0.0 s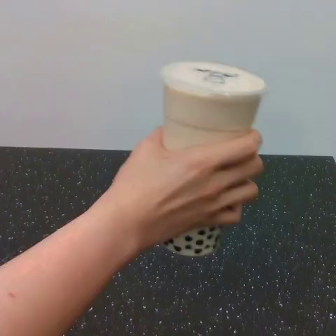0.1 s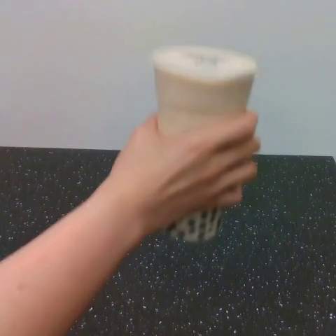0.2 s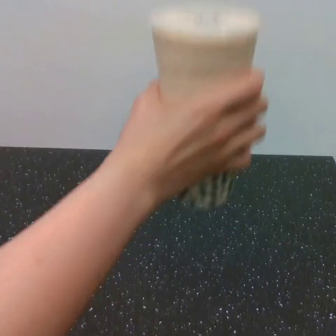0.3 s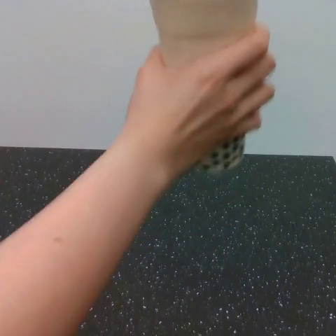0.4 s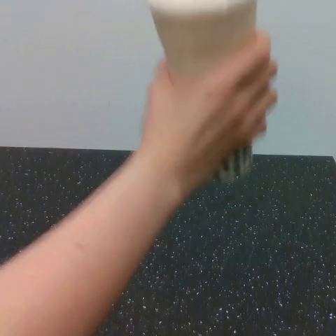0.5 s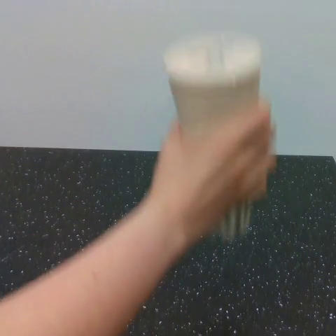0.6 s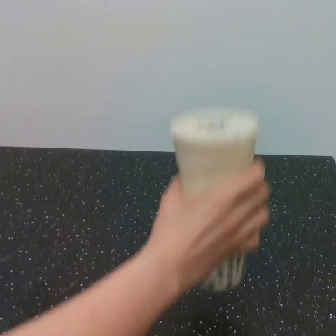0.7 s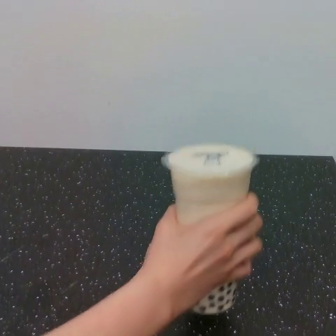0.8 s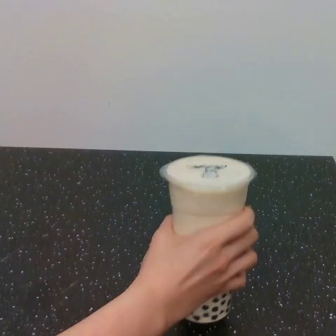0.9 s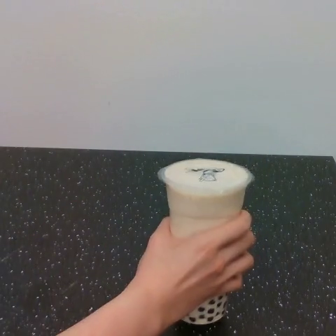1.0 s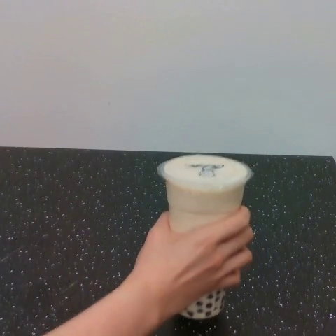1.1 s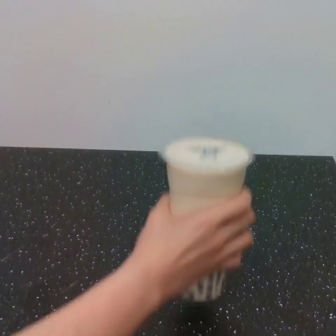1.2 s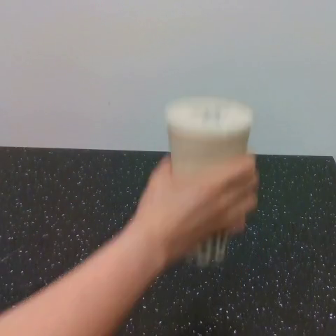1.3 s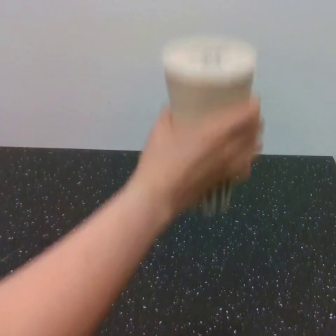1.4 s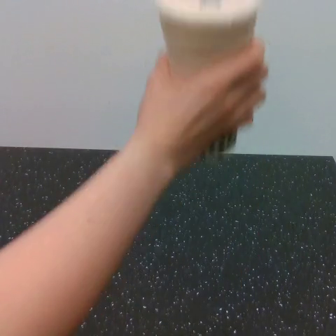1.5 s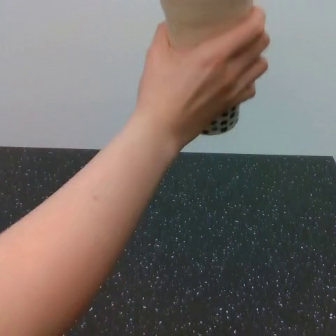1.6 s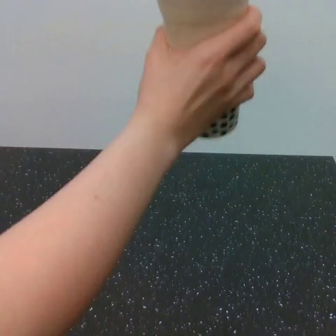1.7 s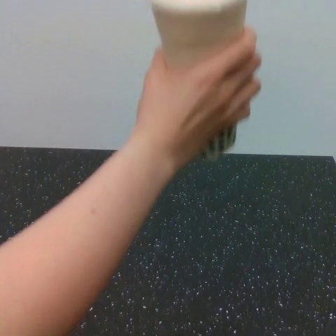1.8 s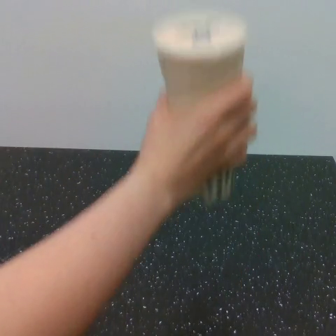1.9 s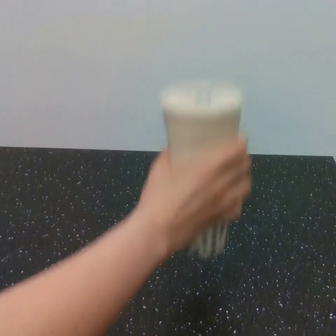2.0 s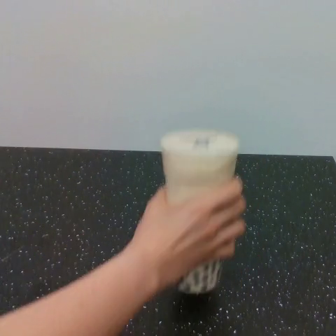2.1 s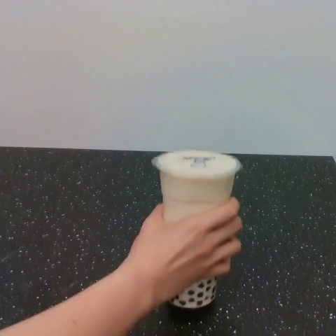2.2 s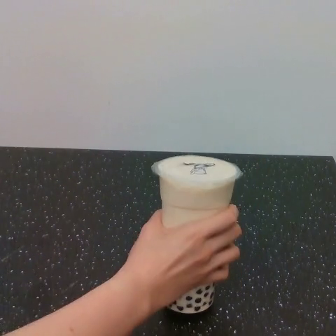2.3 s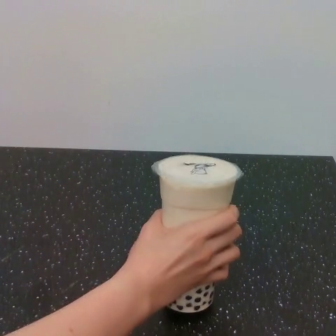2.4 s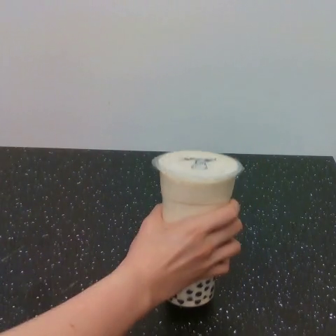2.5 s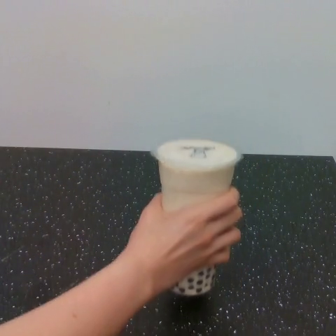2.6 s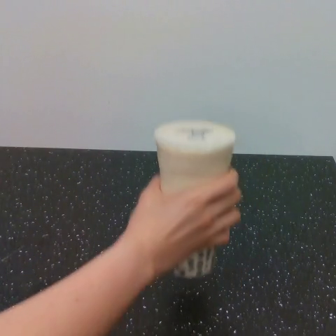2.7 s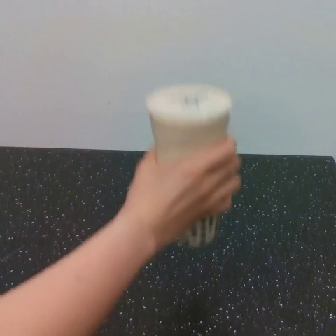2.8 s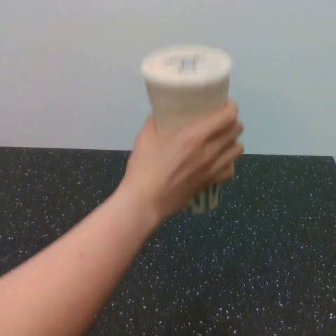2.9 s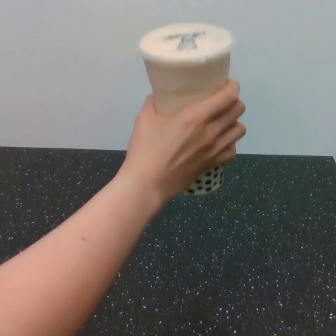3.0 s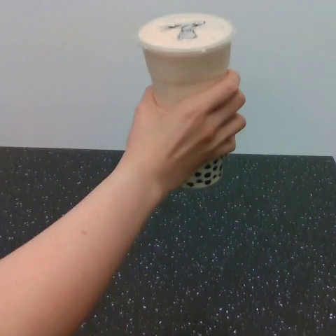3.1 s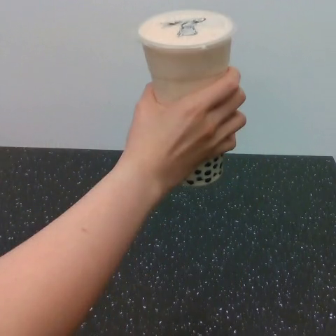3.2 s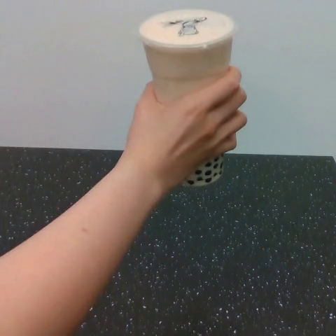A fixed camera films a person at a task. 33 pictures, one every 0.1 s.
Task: shake the boba.
0.0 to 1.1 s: The hand goes upward, then downward.
1.1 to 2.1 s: The hand goes upward, then downward.
2.1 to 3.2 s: The hand goes upward.
